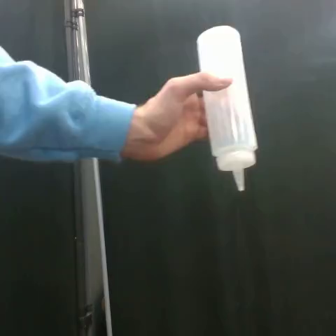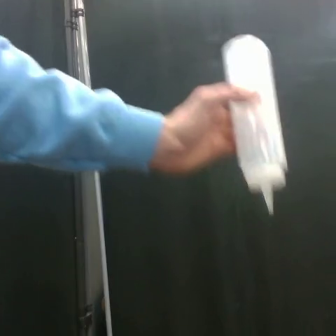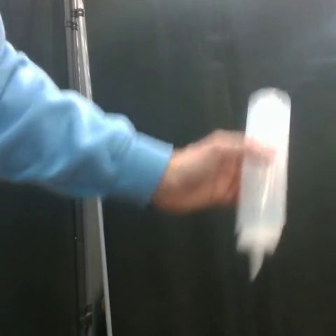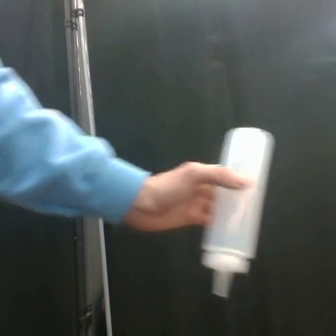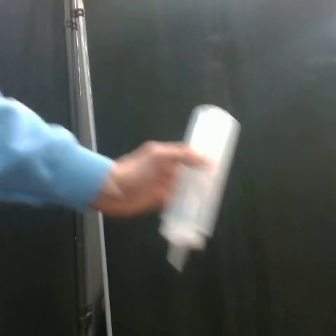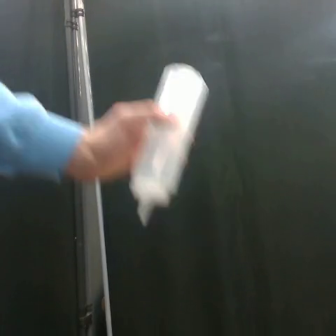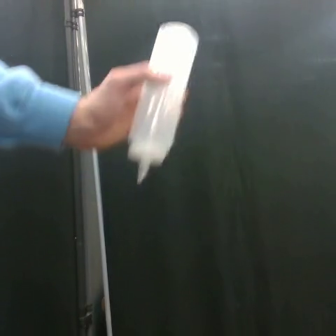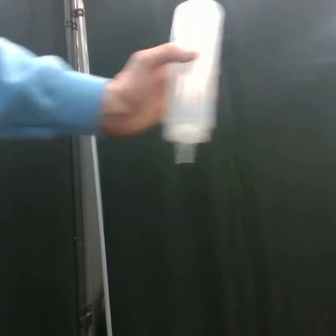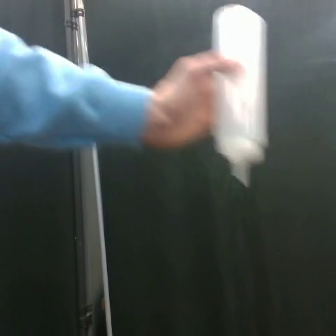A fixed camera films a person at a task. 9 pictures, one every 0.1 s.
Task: shake the condiment dispenser.
Motion: make a circular motion clockwise.
0.0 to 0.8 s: The hand goes downward, then upward, on a clockwise arc.
In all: It circles clockwise, turning through about 360 degrees.
